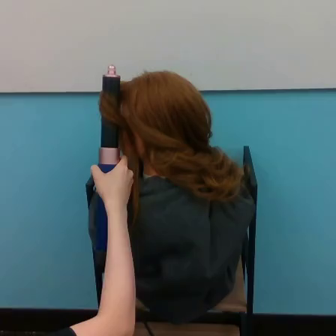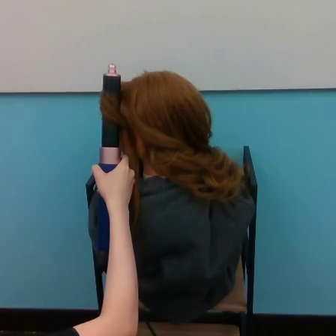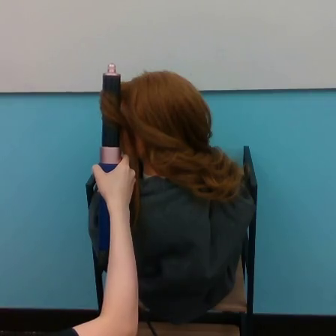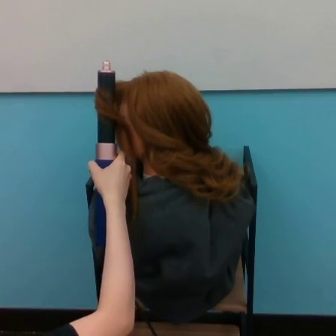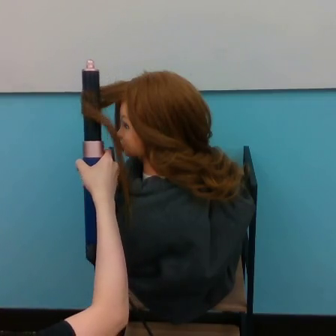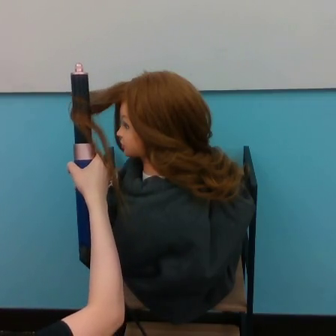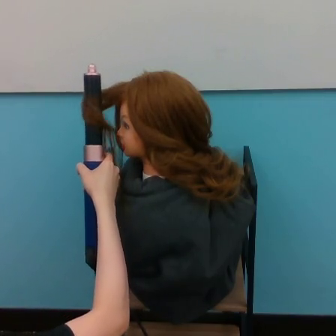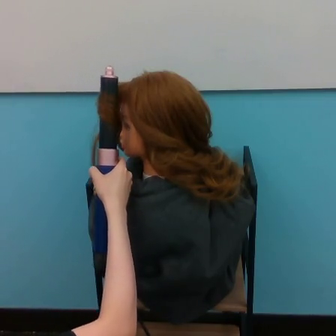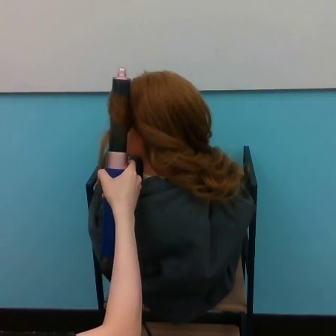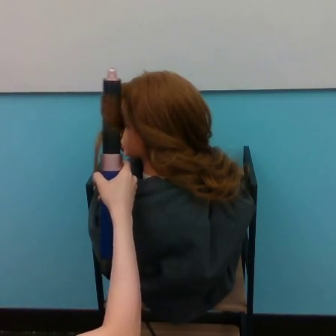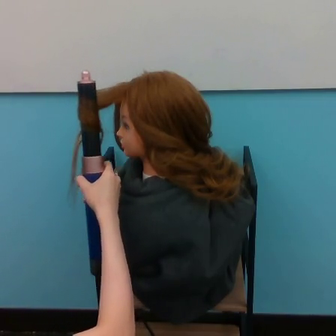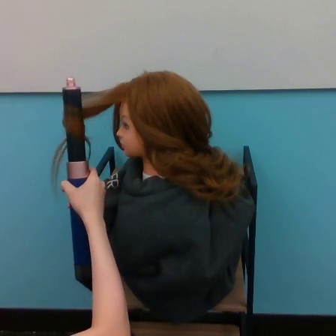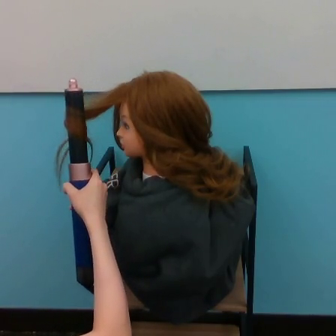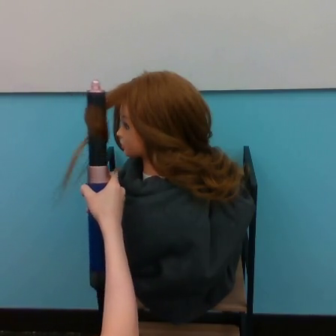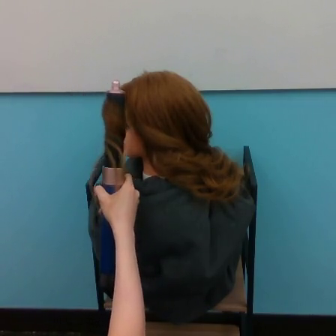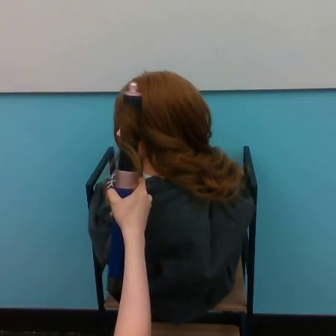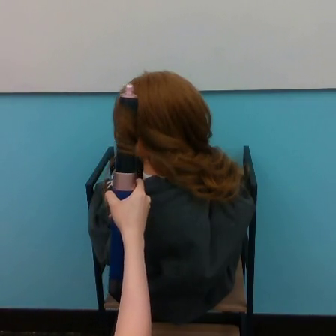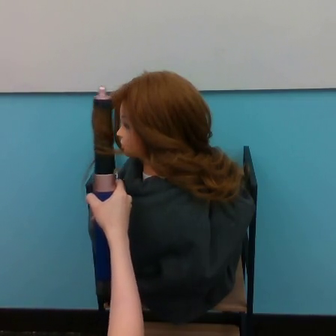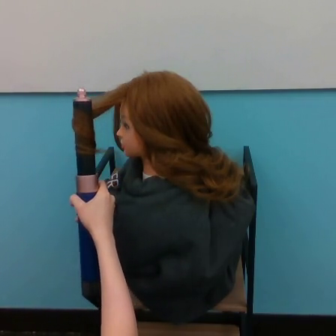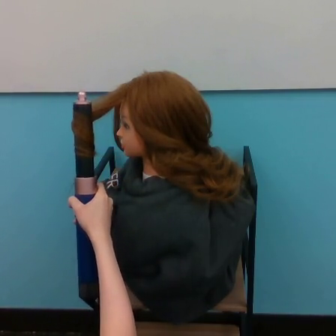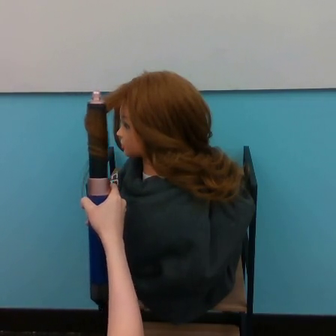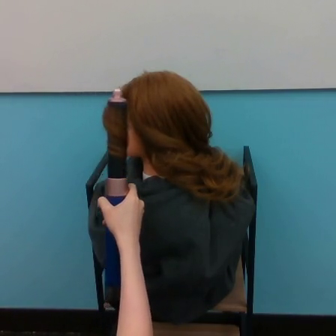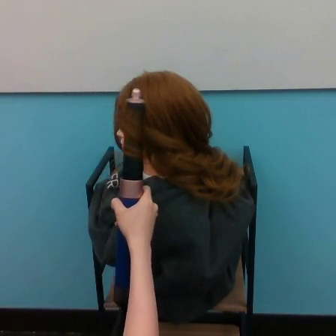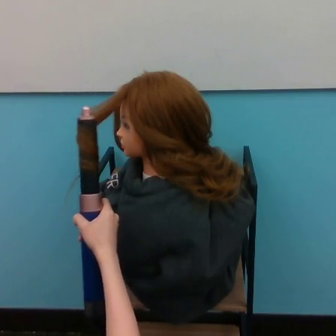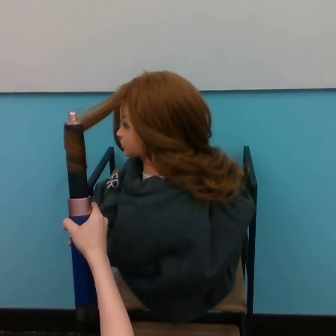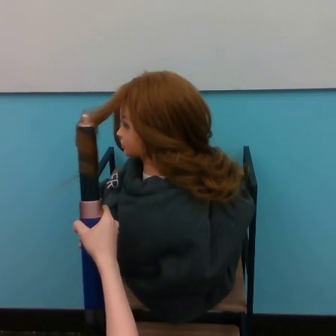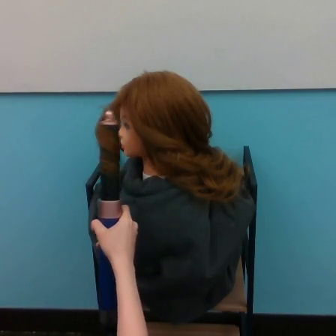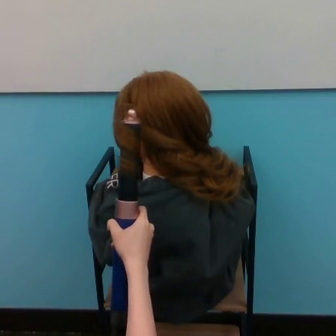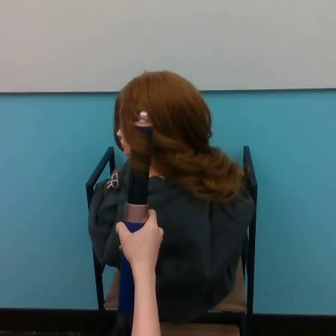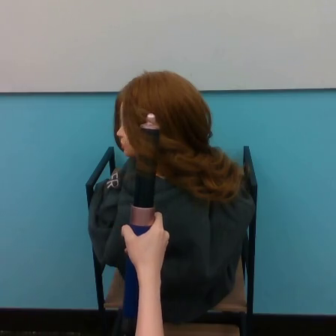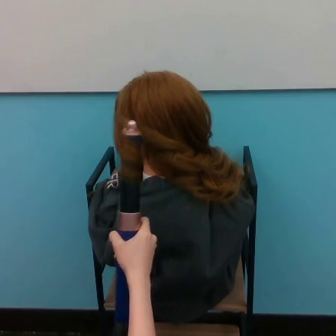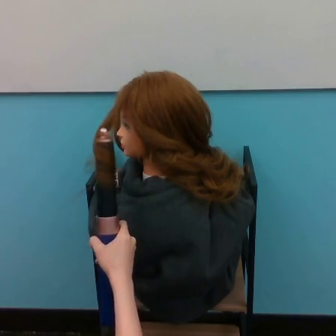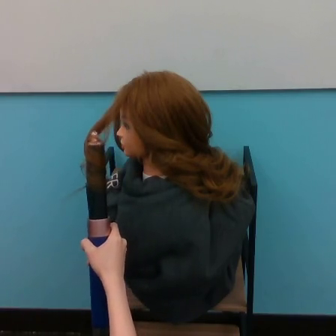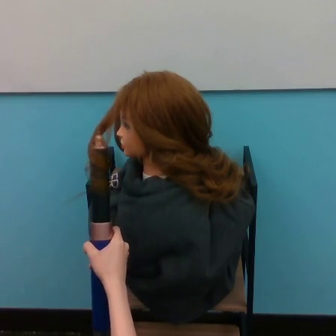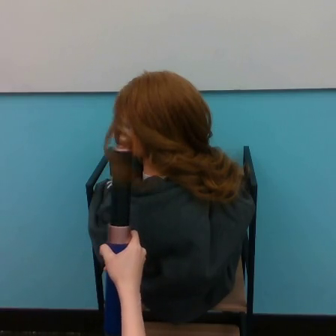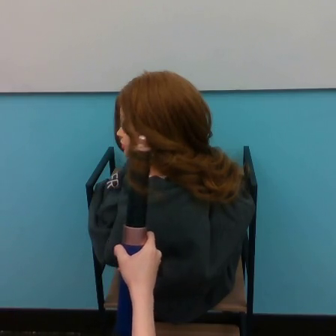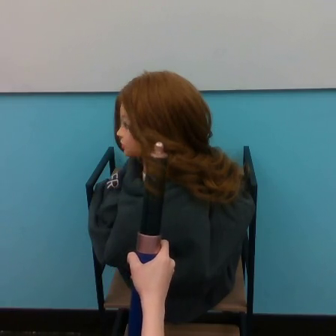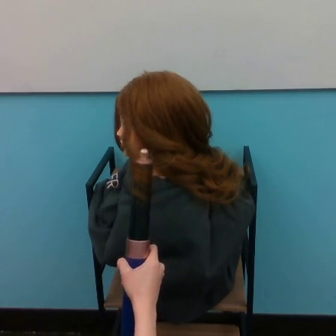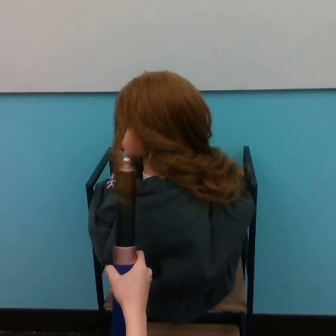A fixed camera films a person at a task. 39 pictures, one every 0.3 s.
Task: curl hair.
Motion: move downward, making horizontal oscillations to the left and to the right.
0.0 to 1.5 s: The hand goes to the left, on a counterclockwise arc.
1.5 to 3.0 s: The hand goes to the right and downward, then to the left.
3.0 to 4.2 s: The hand goes to the right and downward.
4.2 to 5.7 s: The hand goes to the left.
5.7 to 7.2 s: The hand goes to the right, then to the left.
7.2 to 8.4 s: The hand goes to the right.
8.4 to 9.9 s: The hand goes to the left.
9.9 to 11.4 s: The hand goes to the right, then to the left, on a clockwise arc.
